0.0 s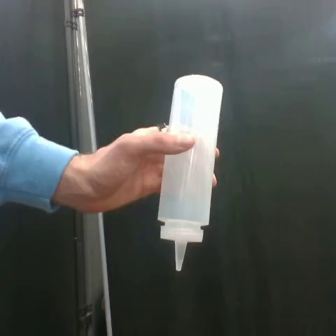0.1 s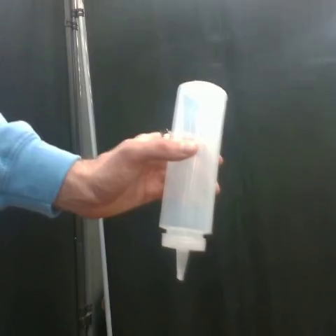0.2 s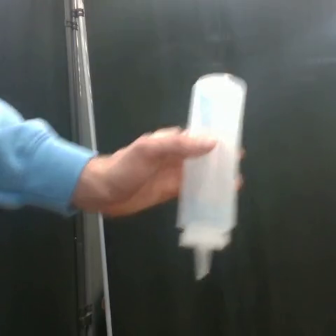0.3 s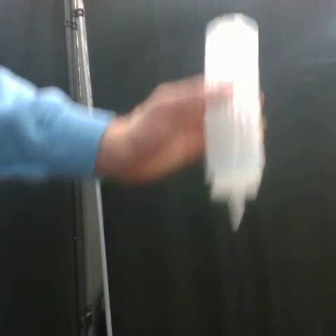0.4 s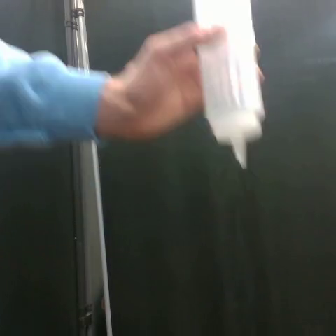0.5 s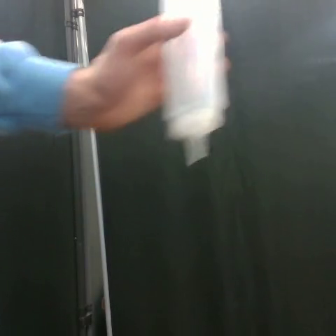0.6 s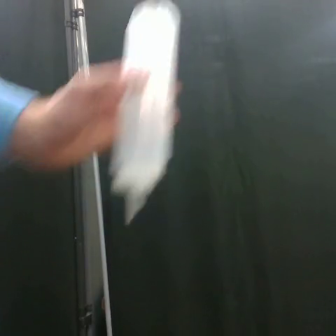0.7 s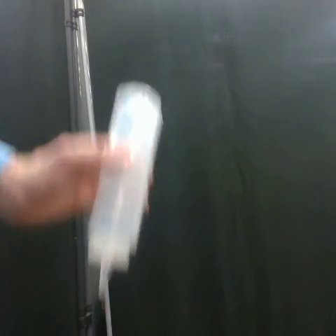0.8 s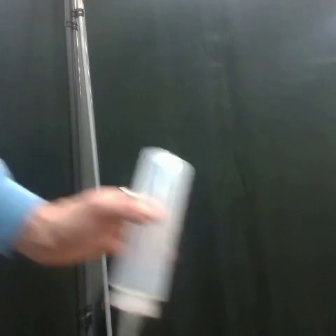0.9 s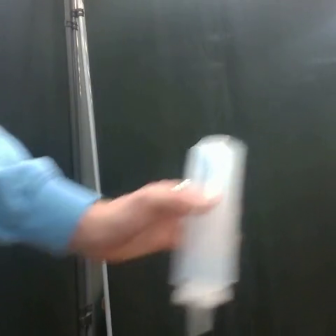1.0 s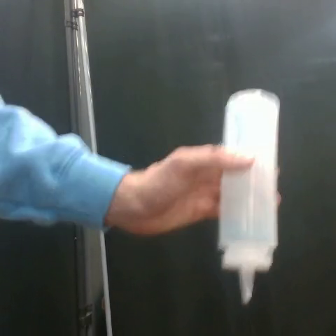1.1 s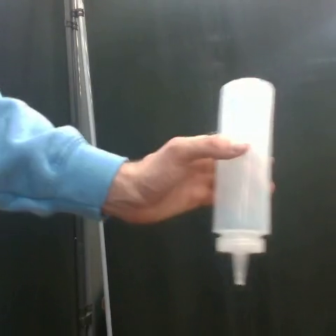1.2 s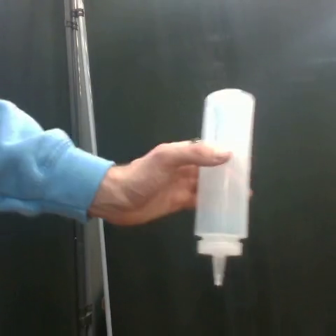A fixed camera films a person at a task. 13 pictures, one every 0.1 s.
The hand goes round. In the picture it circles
counterclockwise.
0.0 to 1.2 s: The hand goes upward, then downward and to the right.
In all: It circles counterclockwise, turning through about 360 degrees.
Task: shake the condiment dispenser.
Motion: make a circular motion counter-clockwise.
